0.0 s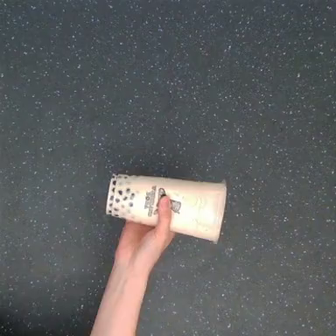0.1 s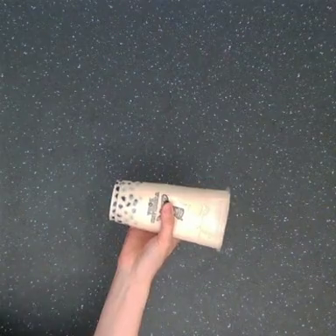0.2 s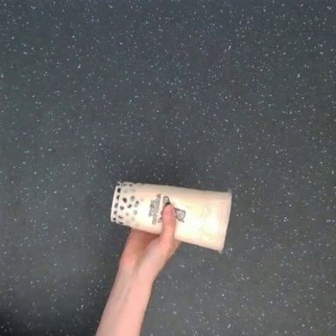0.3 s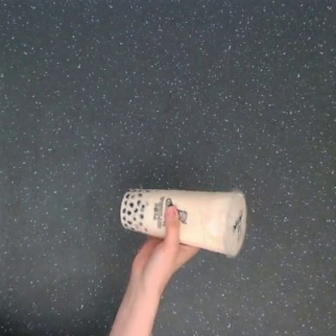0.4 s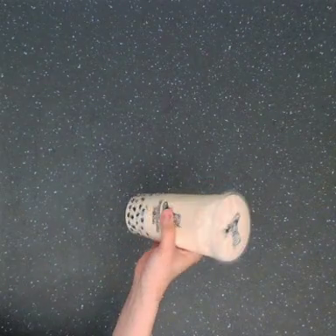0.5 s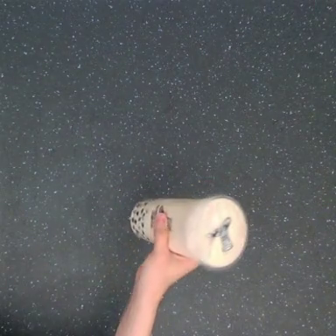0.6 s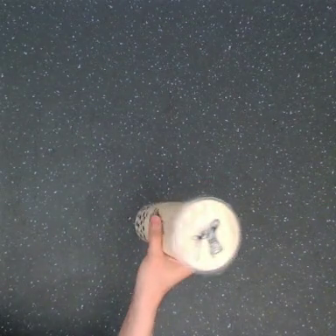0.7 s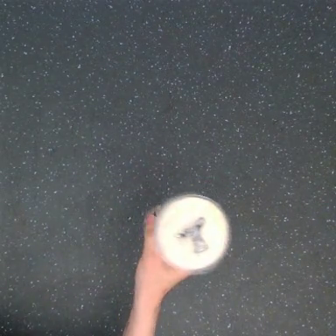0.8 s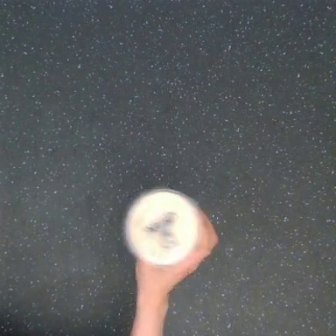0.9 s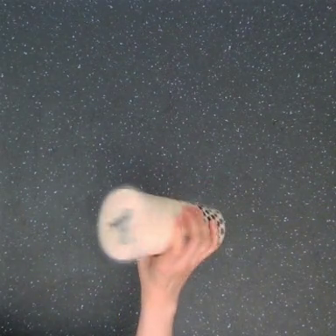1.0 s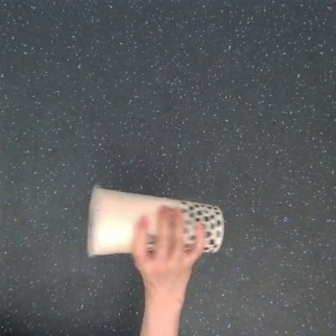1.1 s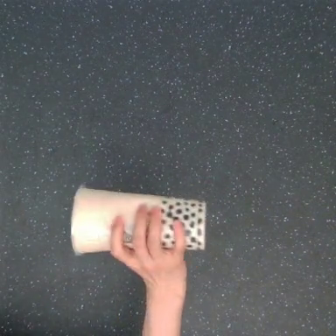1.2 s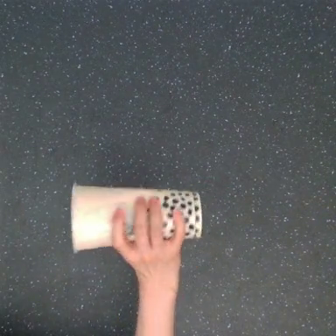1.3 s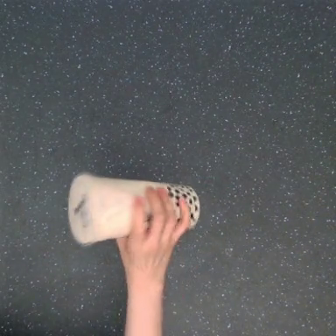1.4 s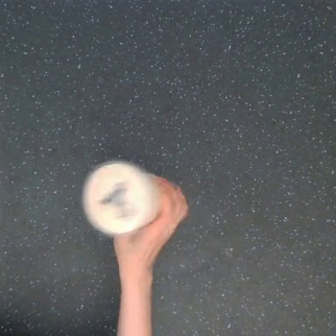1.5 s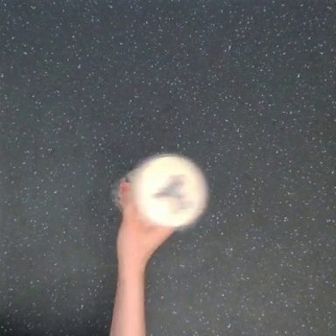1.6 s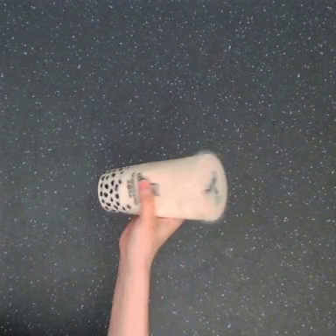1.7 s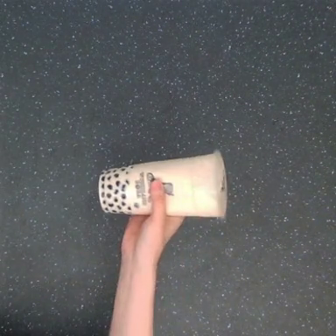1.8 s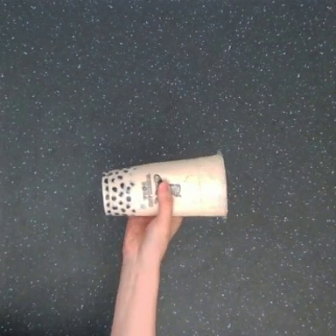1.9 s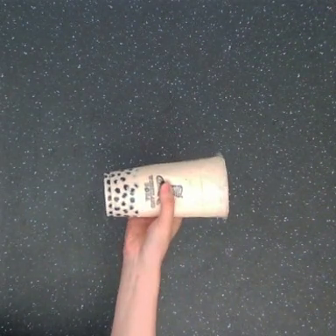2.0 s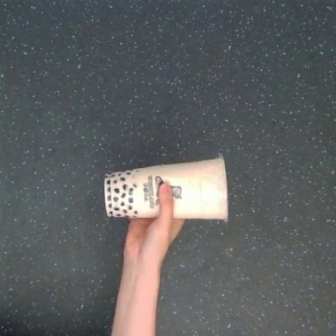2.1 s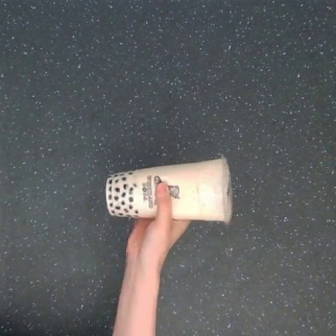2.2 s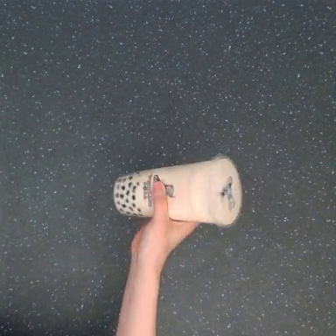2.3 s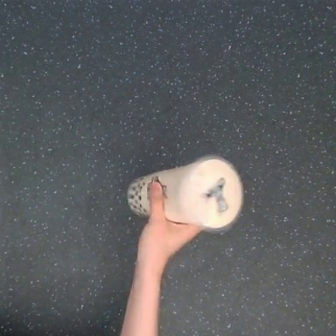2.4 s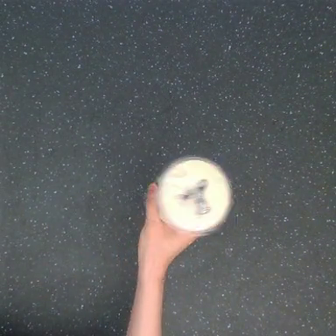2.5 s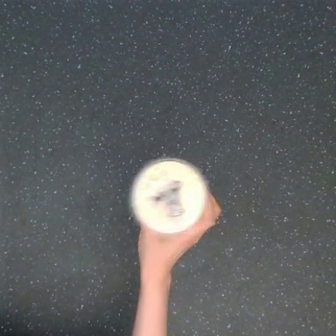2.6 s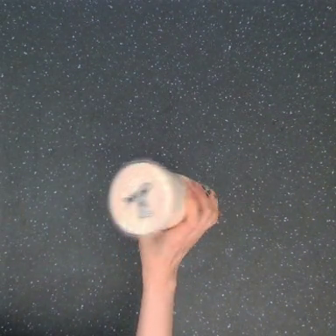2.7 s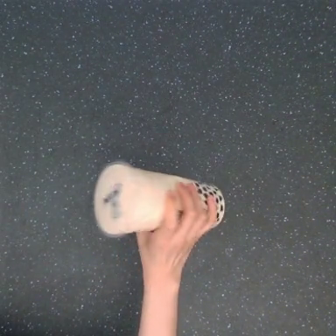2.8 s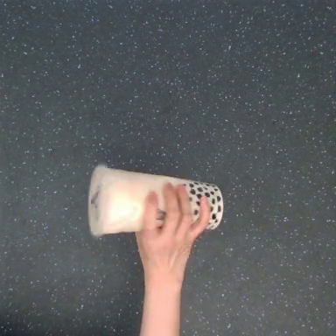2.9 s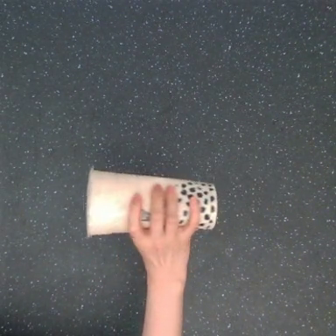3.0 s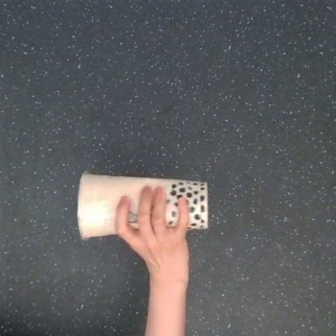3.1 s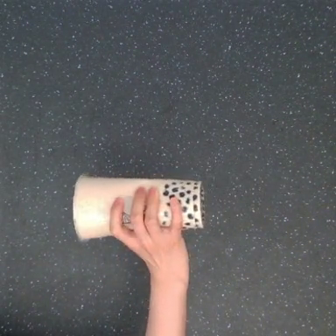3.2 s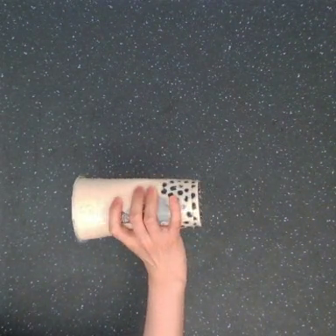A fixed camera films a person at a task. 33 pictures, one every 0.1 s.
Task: shake the boba.
0.0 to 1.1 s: The hand goes downward and to the right, then to the left.
1.1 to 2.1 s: The hand goes upward.
2.1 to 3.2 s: The hand goes to the right, then to the left, on a clockwise arc.
